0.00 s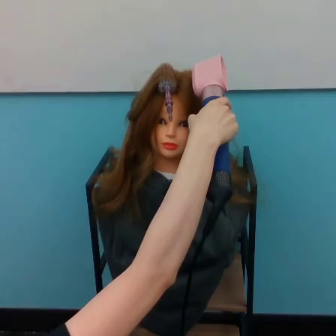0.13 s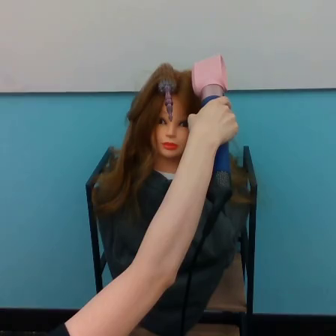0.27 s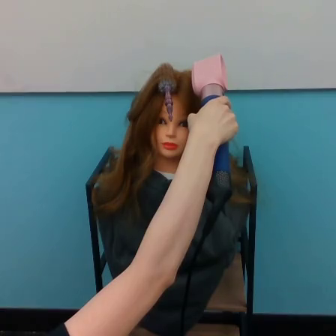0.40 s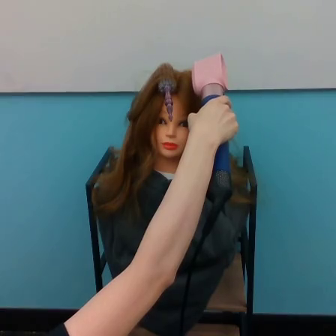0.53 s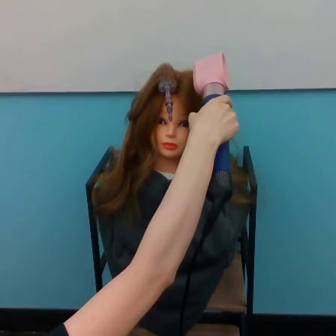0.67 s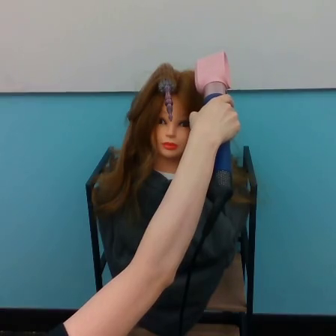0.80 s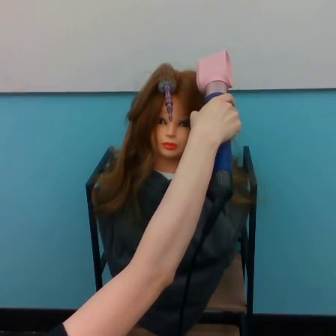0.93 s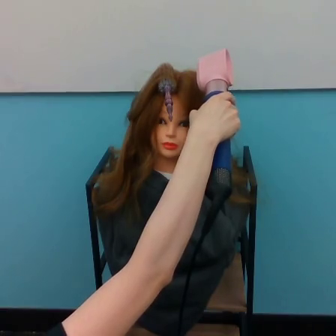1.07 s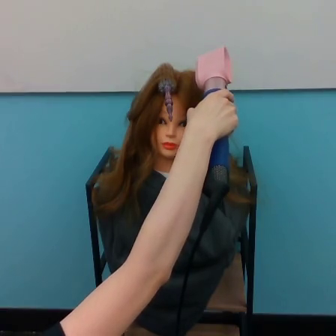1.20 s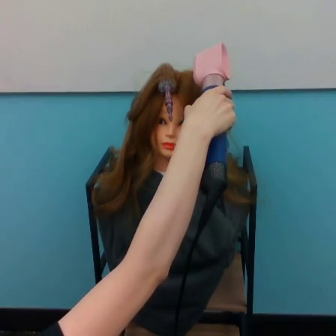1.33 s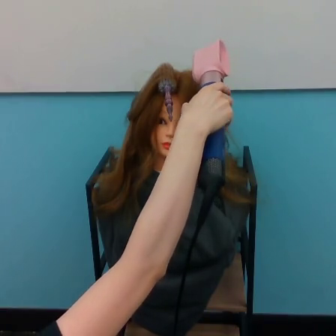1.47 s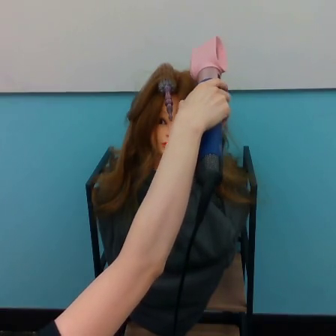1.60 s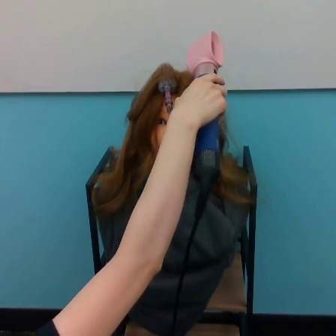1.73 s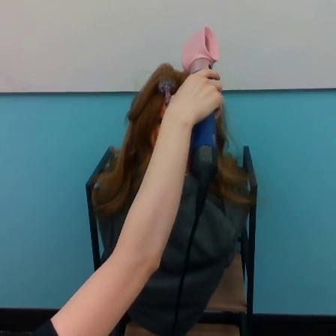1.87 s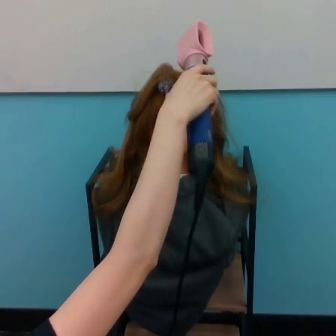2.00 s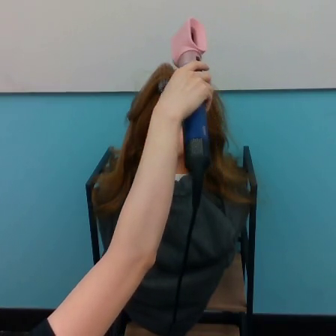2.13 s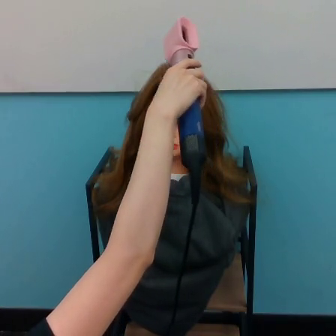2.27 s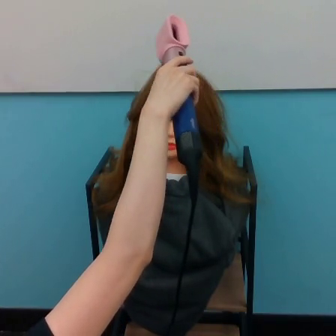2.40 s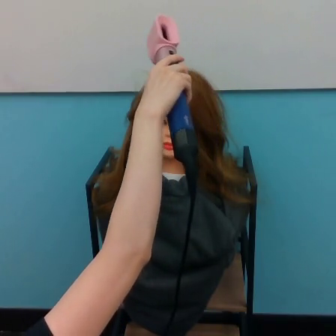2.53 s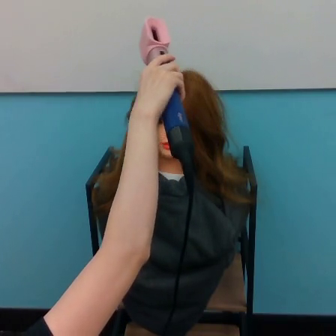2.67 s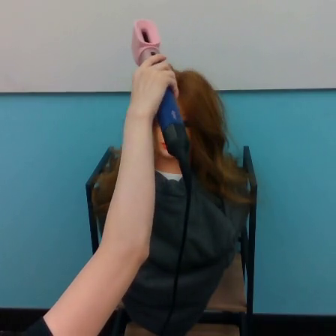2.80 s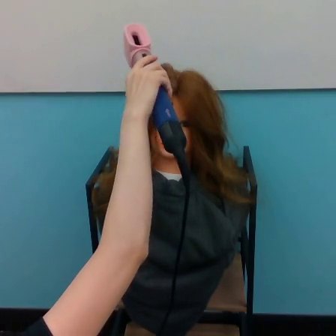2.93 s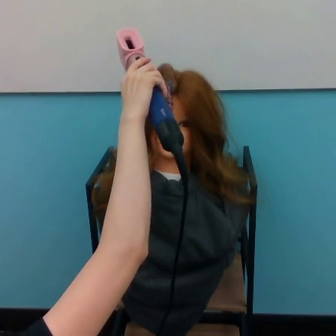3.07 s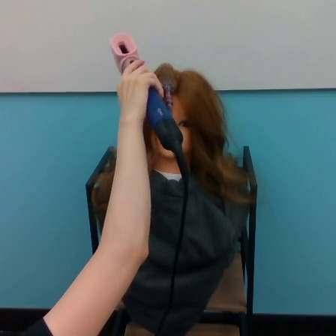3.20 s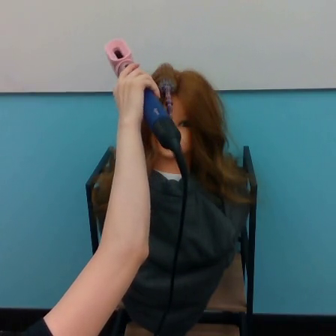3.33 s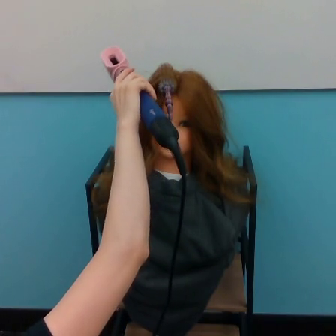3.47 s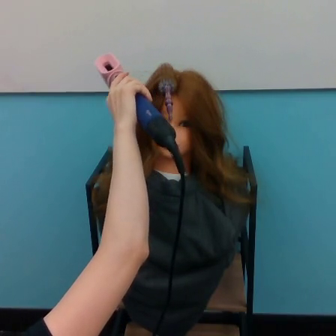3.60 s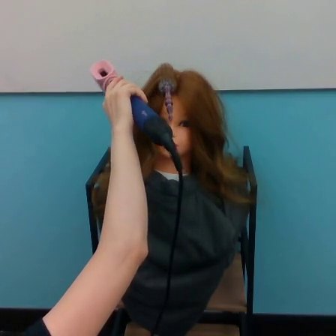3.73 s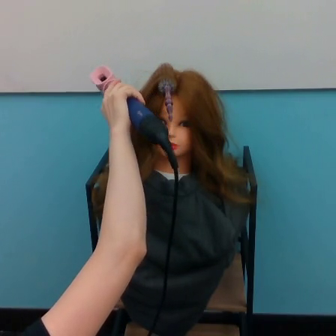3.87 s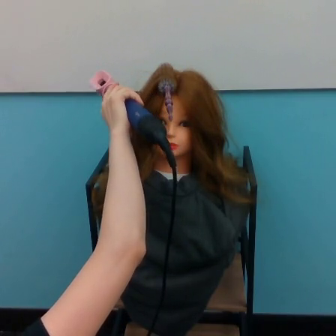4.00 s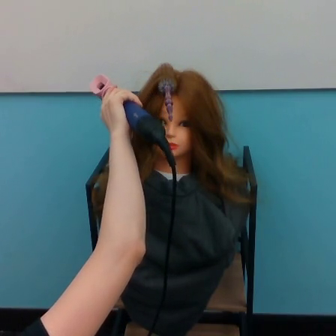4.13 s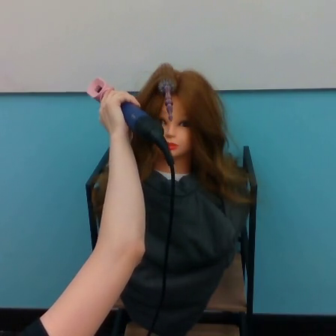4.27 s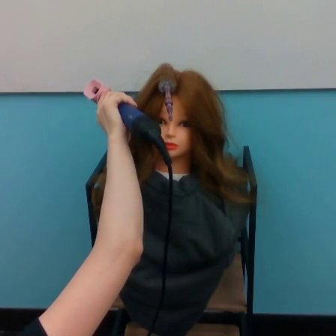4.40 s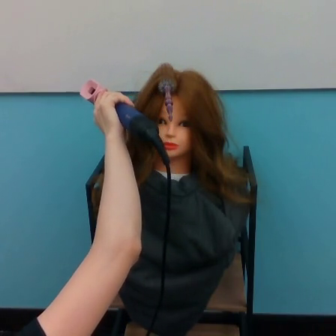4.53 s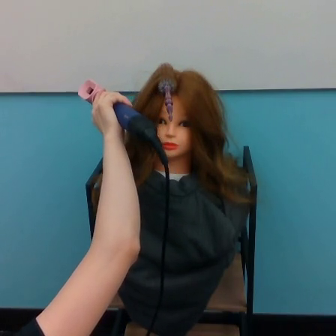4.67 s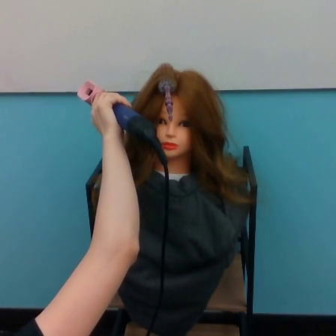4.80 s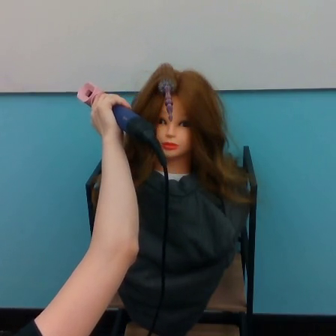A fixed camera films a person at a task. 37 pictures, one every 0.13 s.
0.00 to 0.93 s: The hand stays where it is.
0.93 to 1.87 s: The hand goes upward and to the left.
1.87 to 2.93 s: The hand goes to the left.
2.93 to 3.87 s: The hand goes to the left and downward.
3.87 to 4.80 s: The hand moves only a little.
Task: volume hair.
Motion: move to the left following a concave curve.
